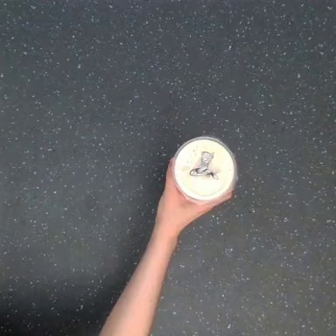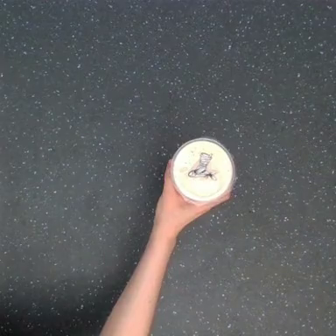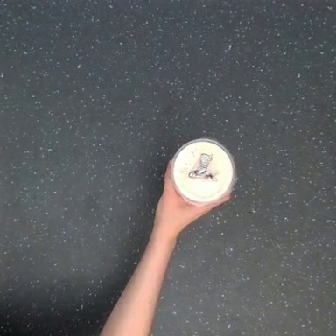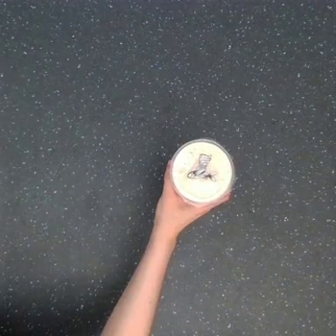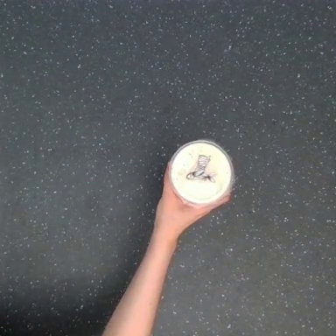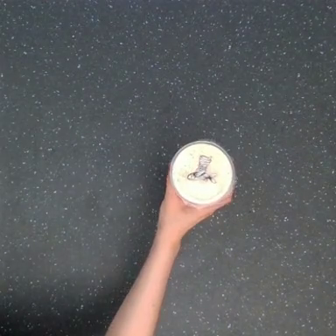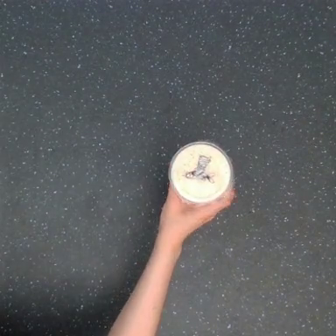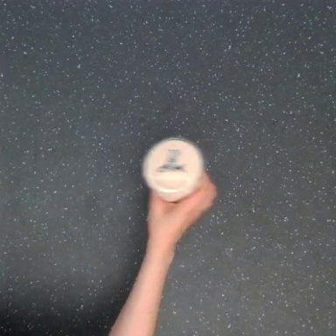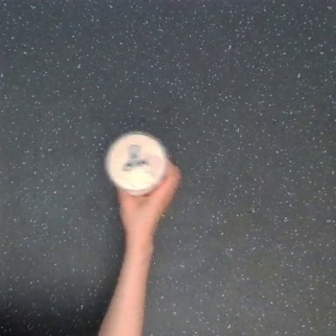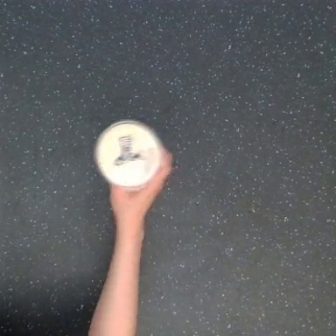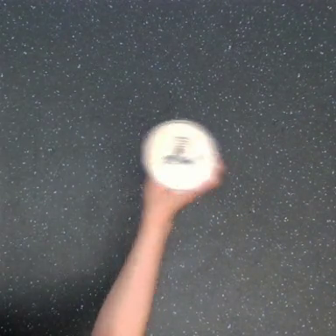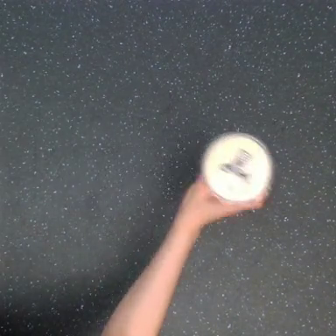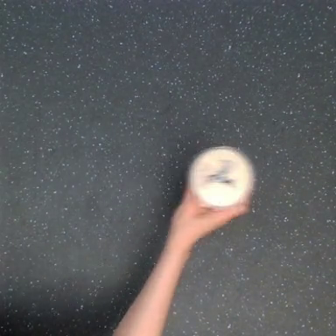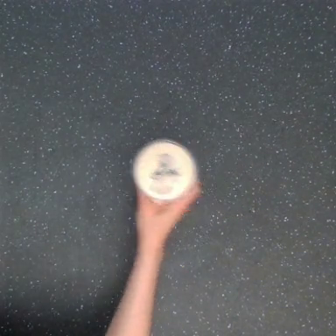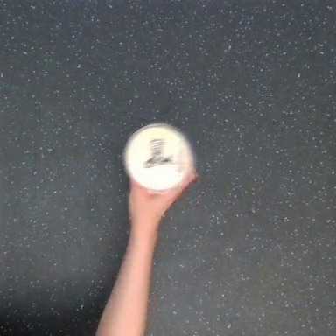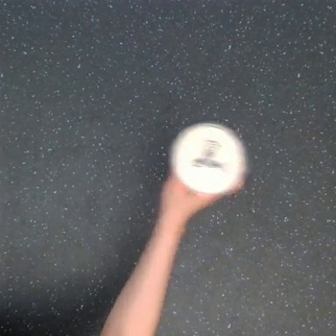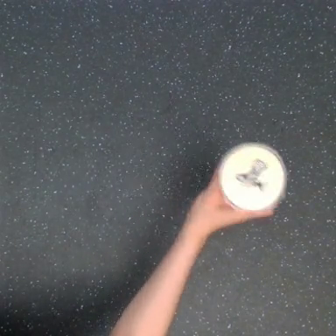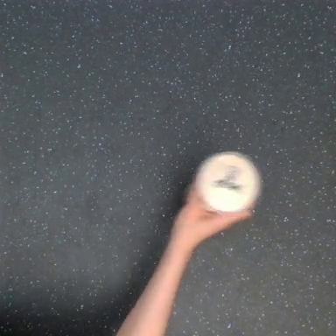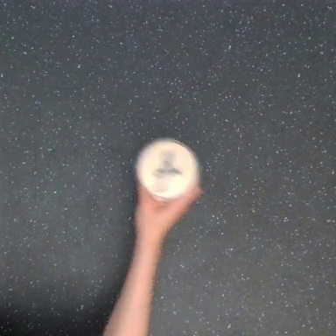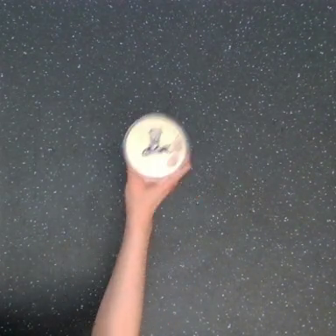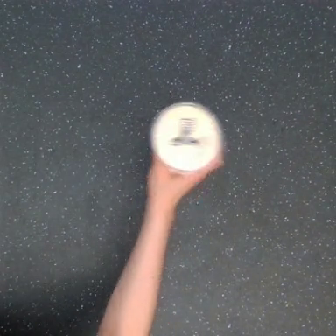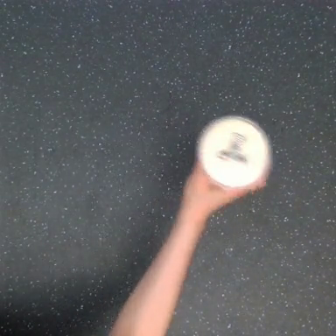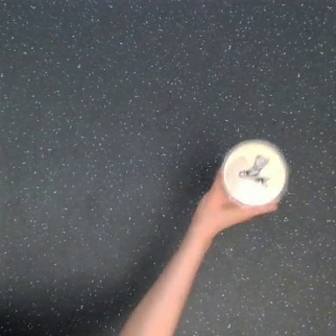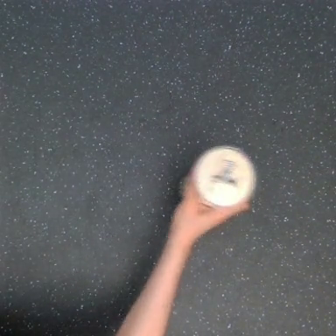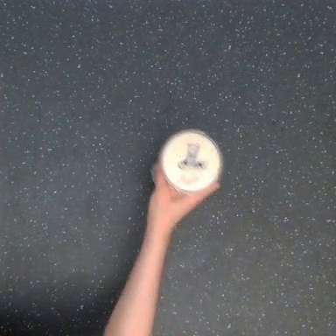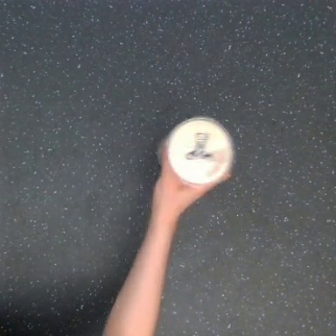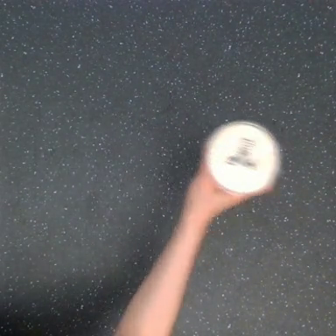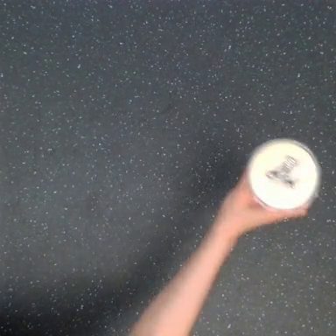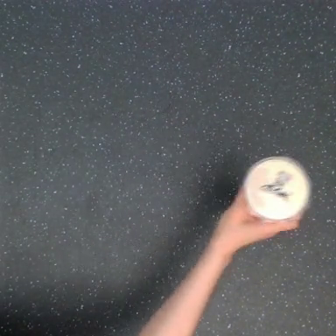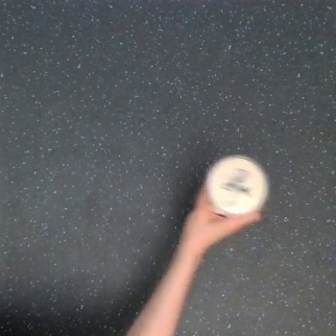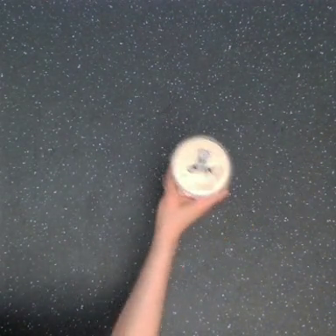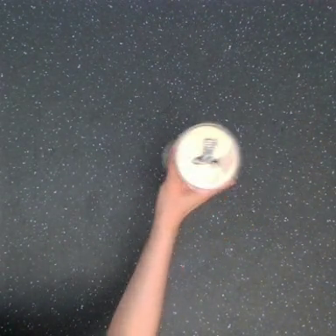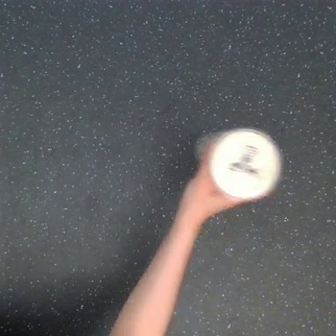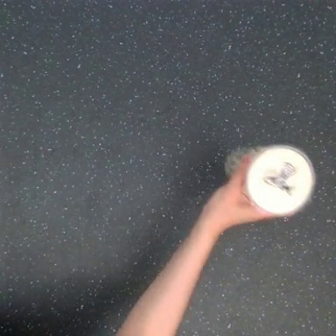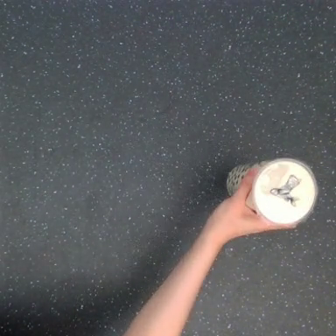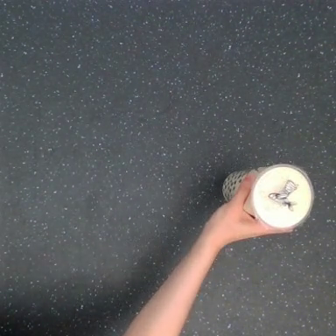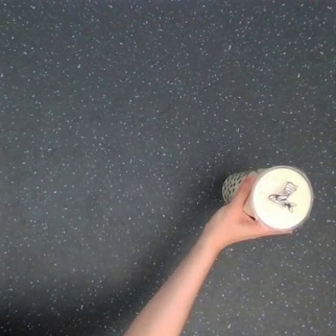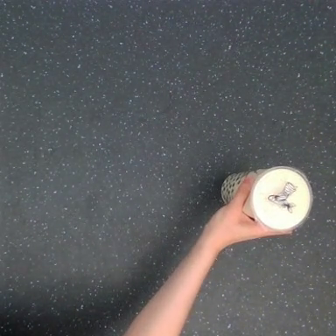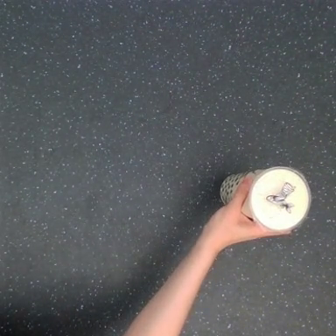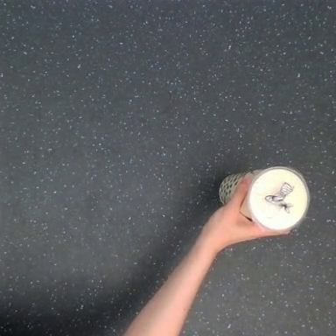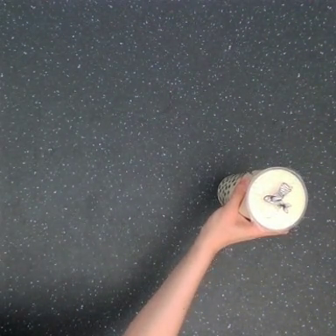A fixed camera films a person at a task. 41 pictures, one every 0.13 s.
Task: shake the boba.
Motion: move to the right, while making 5 circular motions clockwise.
0.00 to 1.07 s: The hand goes to the left.
1.07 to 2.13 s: The hand goes to the right.
2.13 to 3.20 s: The hand goes to the left, then to the right and downward, on a clockwise arc.
3.20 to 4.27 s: The hand goes to the right, then to the left and upward, on a clockwise arc.
4.27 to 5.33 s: The hand goes downward and to the right, on a clockwise arc.
